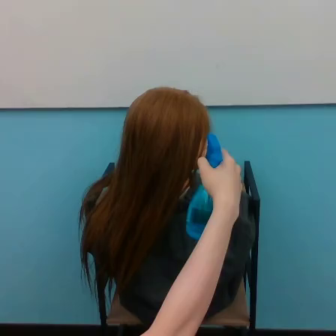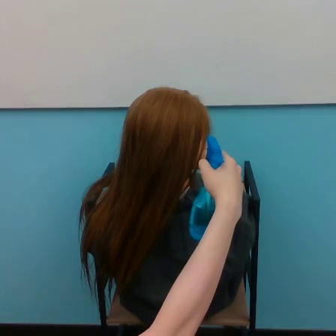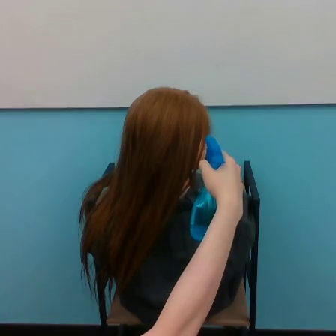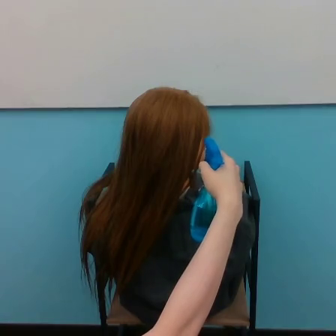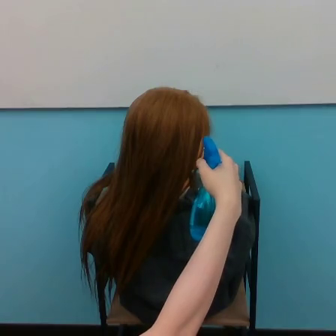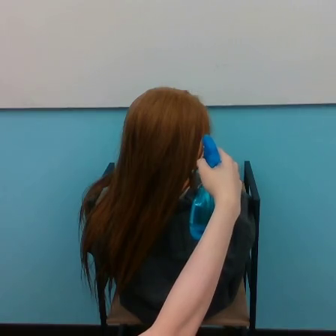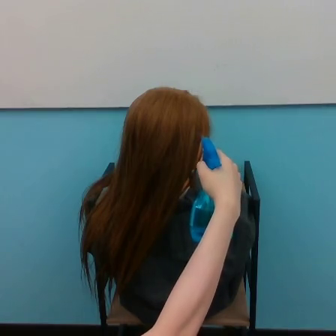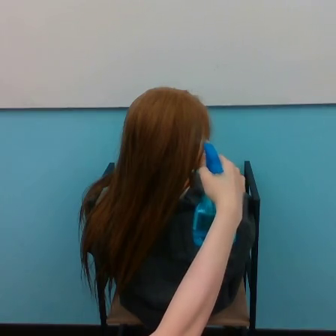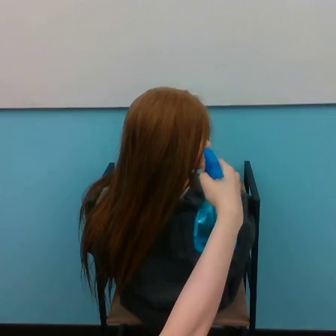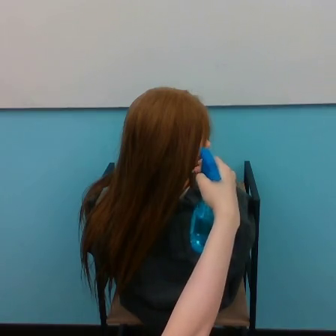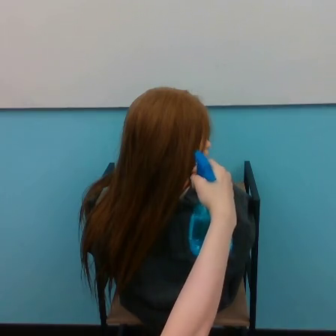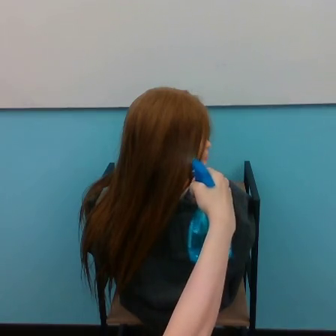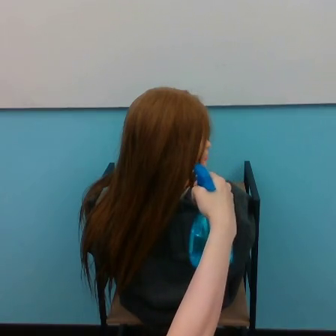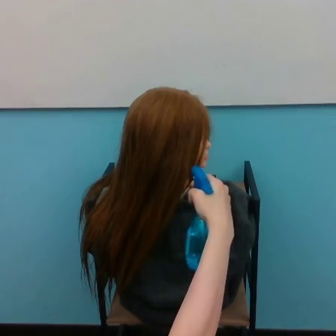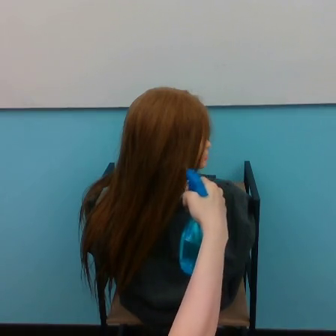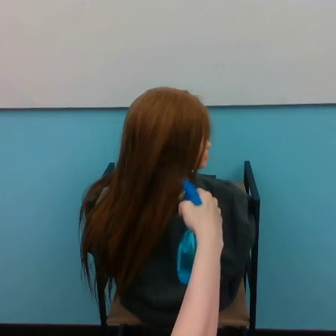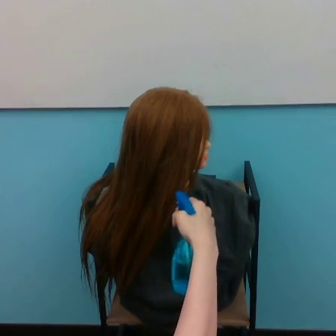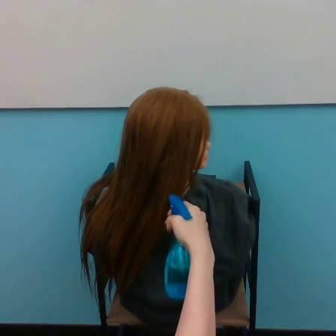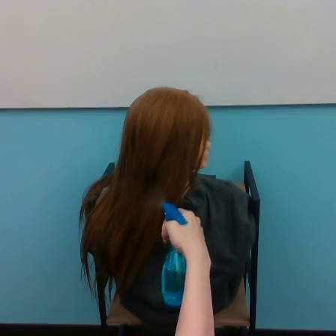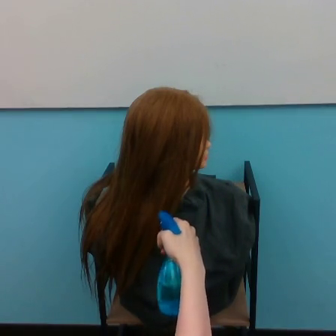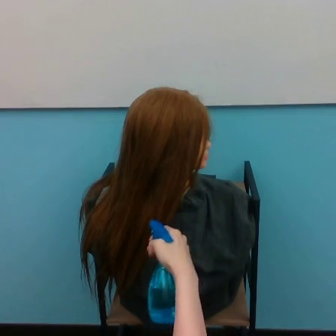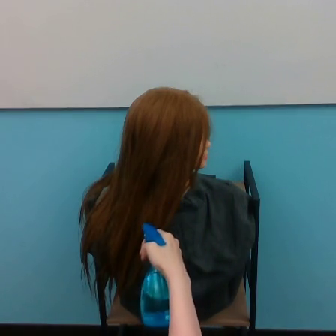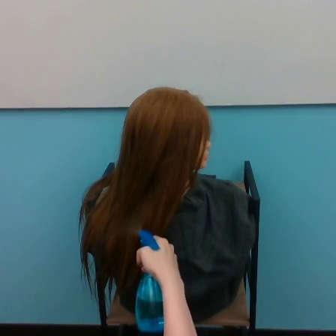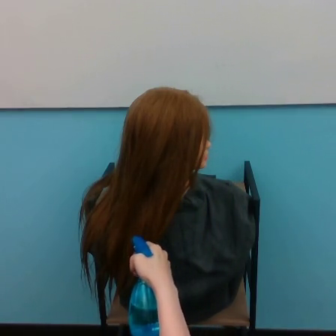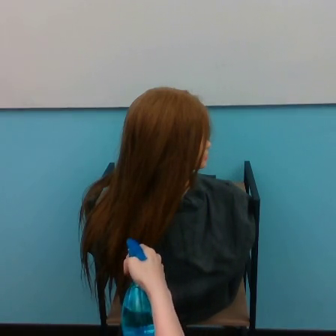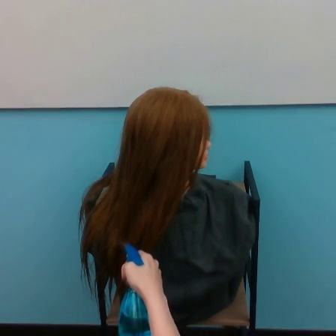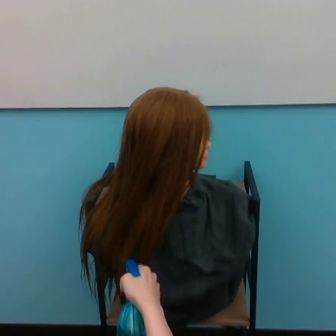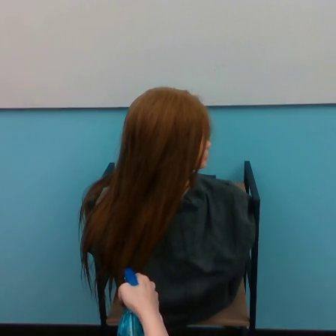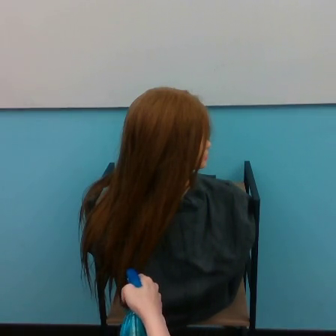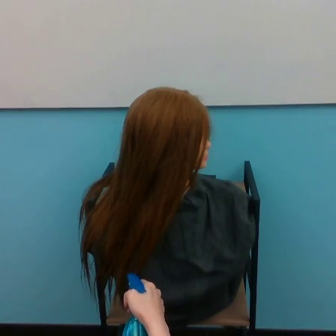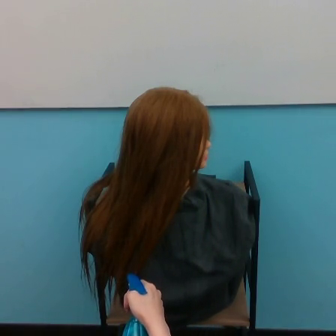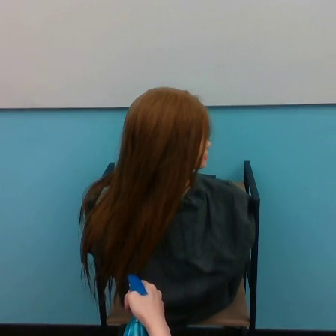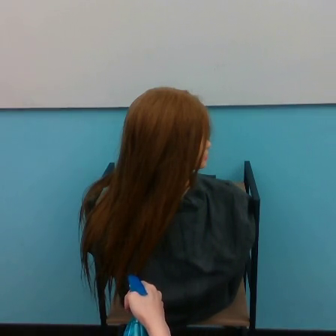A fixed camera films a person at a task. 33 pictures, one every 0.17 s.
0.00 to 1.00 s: The hand stays where it is.
1.00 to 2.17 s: The hand goes downward.
2.17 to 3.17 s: The hand goes downward and to the left.
3.17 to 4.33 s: The hand goes downward and to the left.
4.33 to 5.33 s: The hand goes downward.
Task: spray water on hair.
Motion: move downward and to the left.
